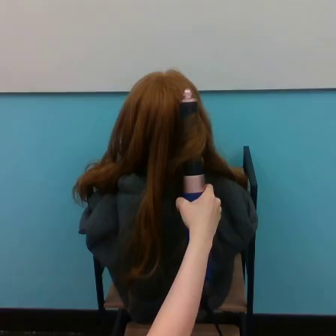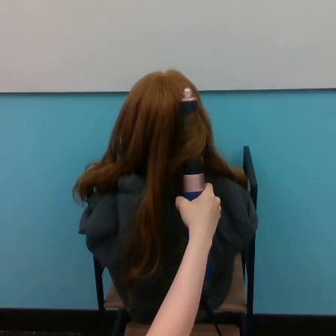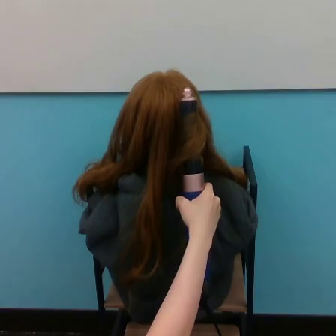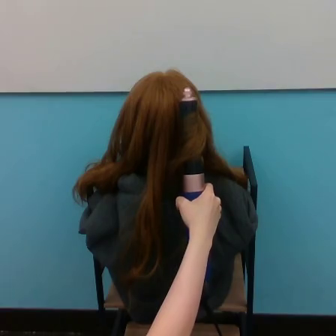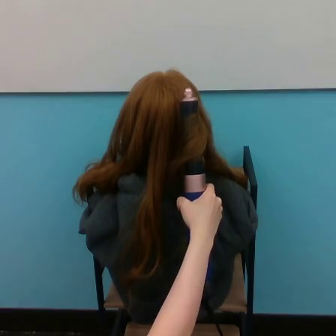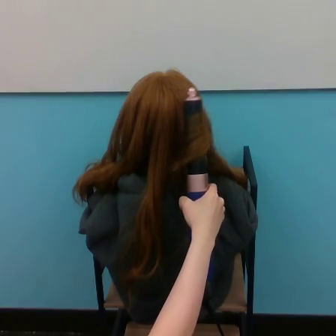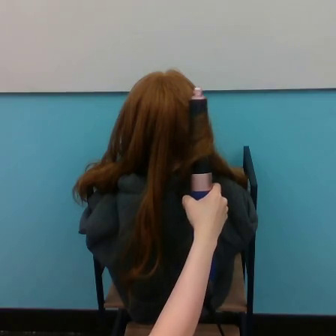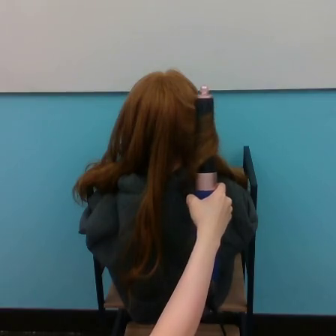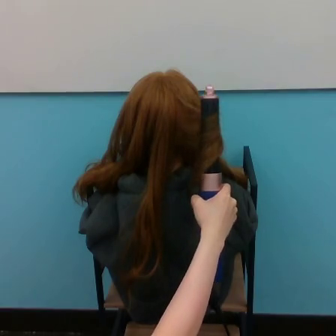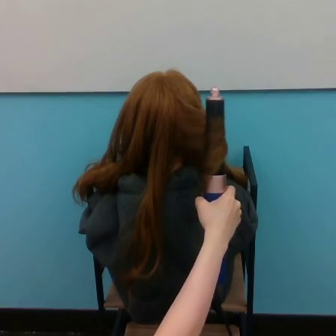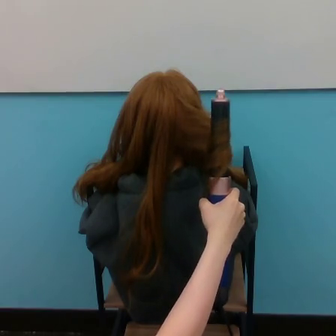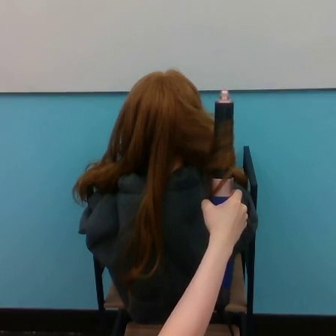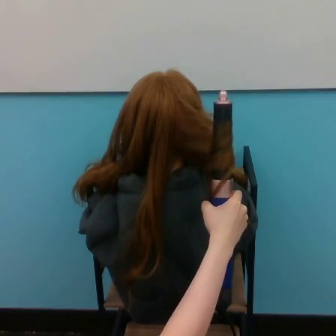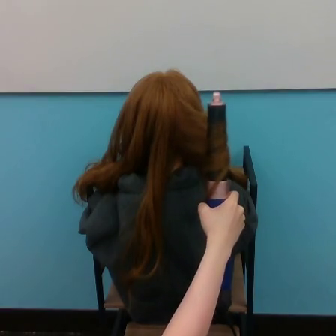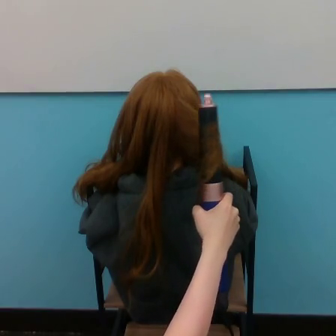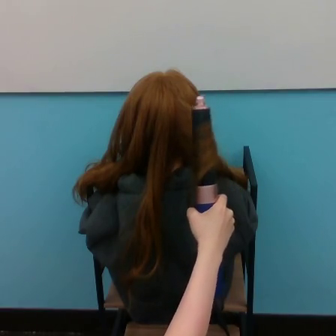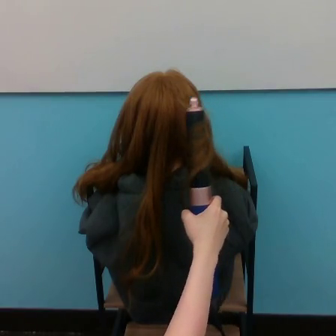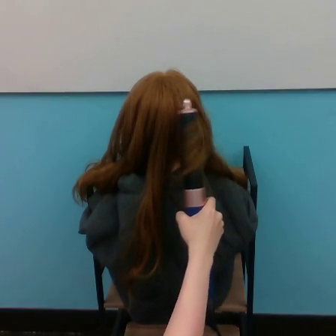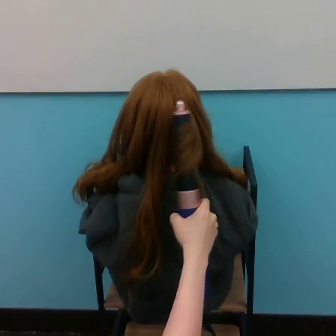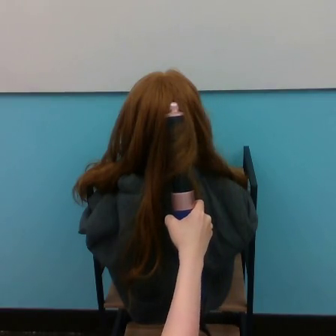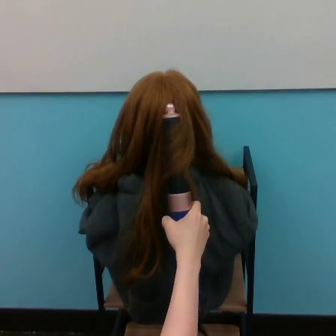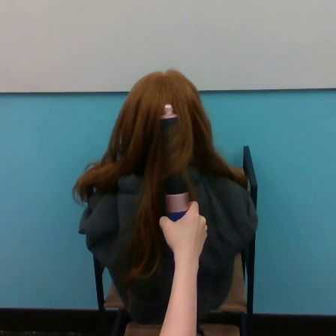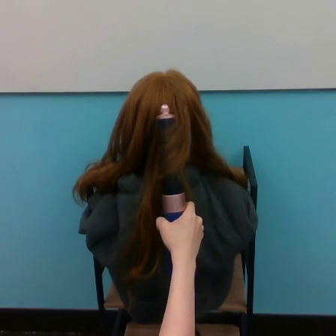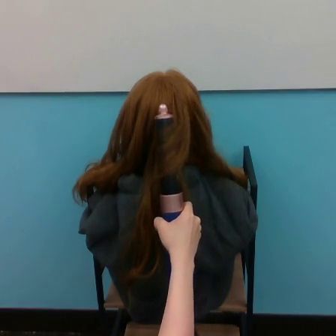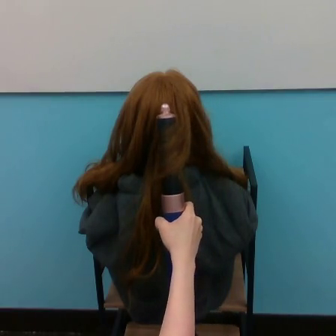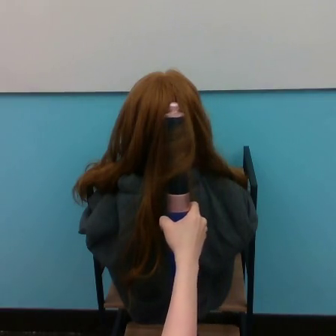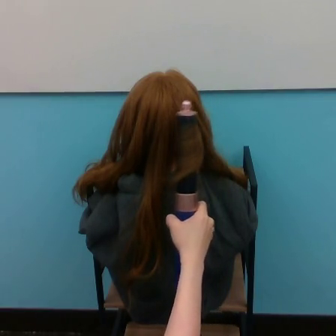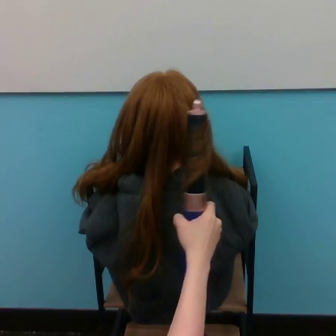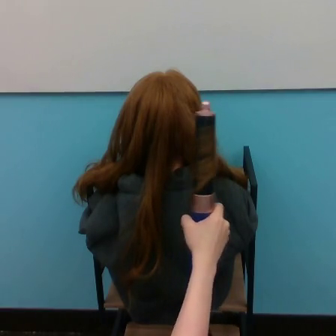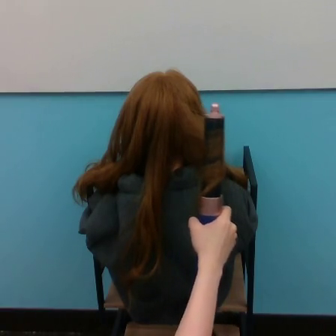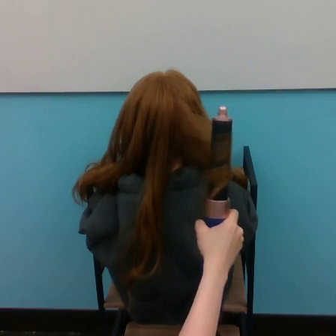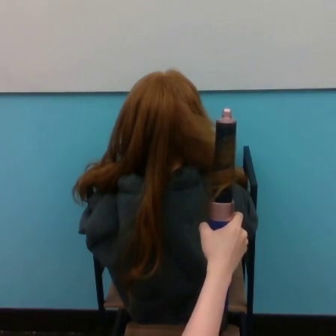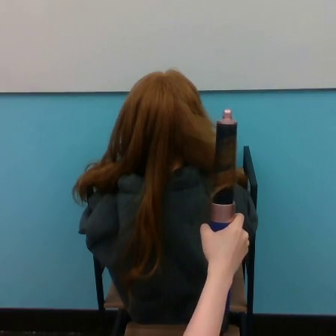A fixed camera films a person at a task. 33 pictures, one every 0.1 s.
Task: curl hair.
0.0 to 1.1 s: The hand goes to the right.
1.1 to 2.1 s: The hand goes to the left.
2.1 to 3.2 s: The hand goes to the right.
